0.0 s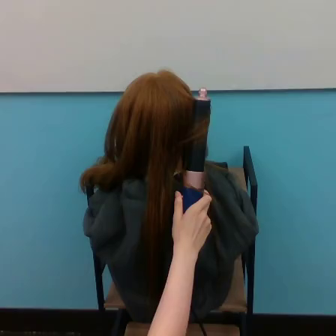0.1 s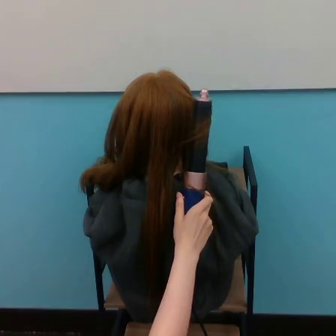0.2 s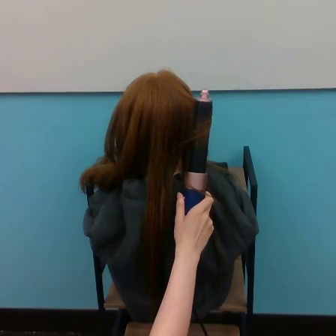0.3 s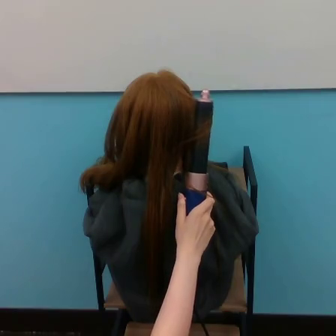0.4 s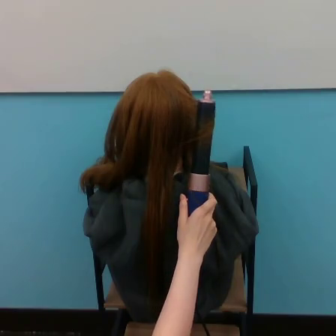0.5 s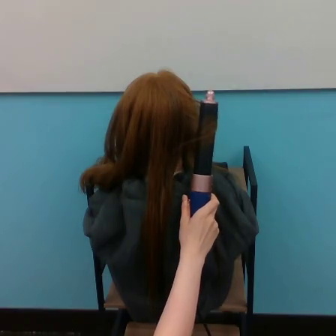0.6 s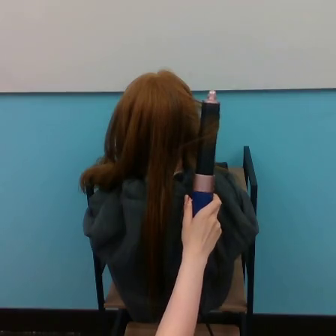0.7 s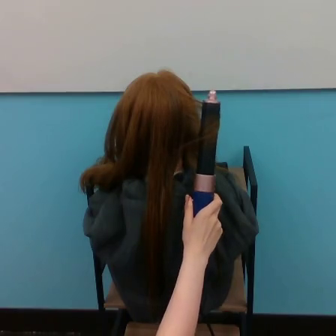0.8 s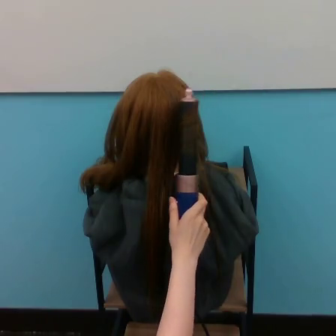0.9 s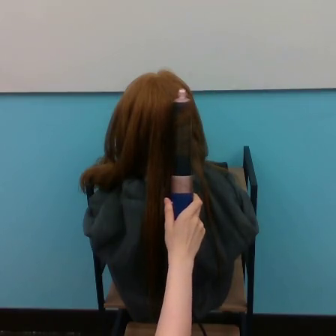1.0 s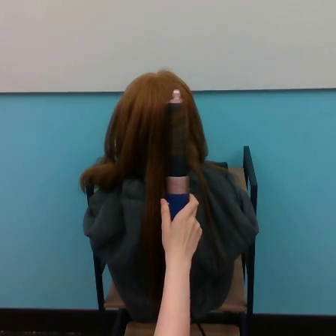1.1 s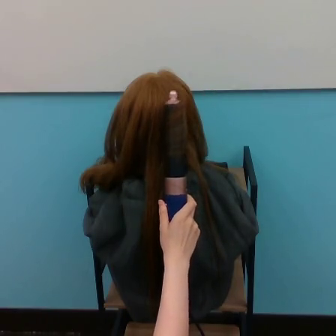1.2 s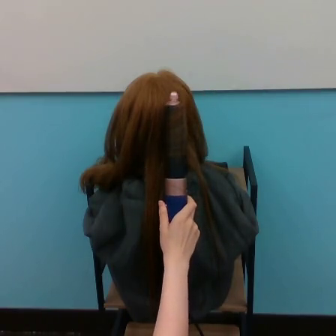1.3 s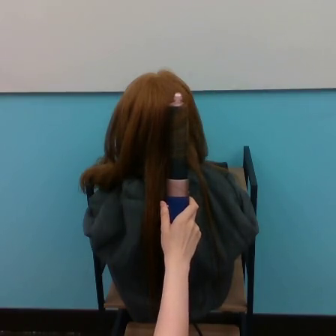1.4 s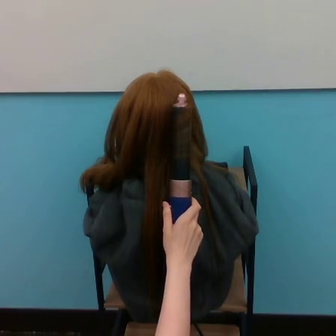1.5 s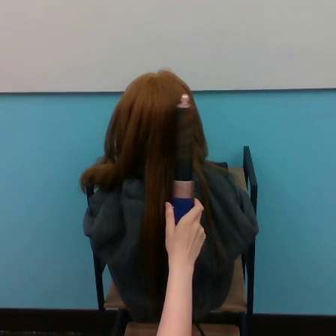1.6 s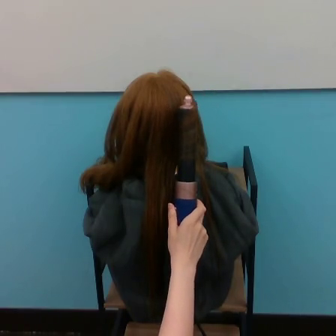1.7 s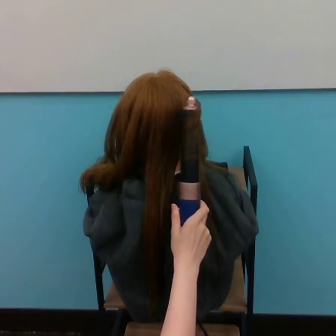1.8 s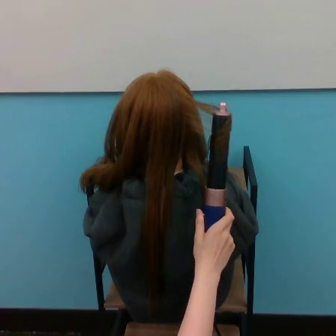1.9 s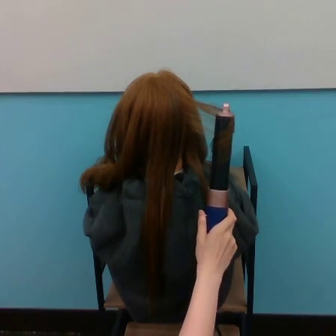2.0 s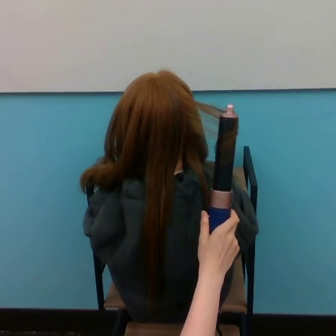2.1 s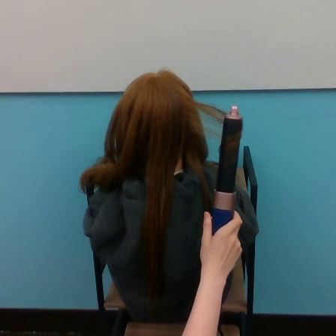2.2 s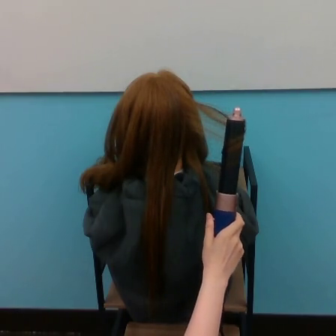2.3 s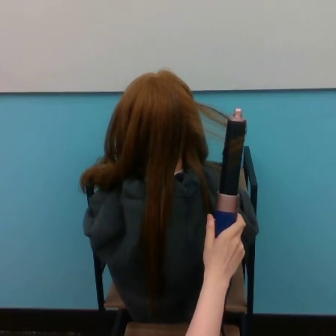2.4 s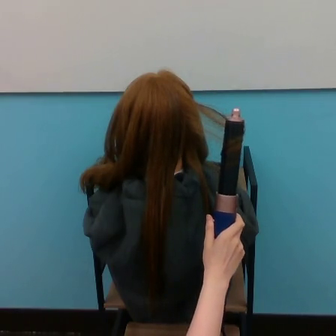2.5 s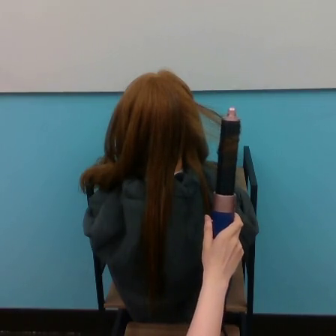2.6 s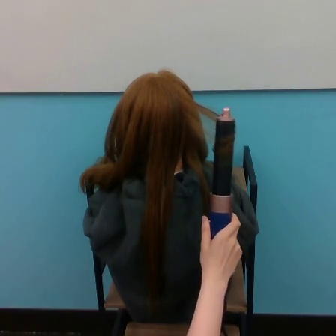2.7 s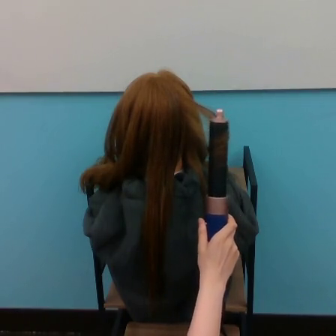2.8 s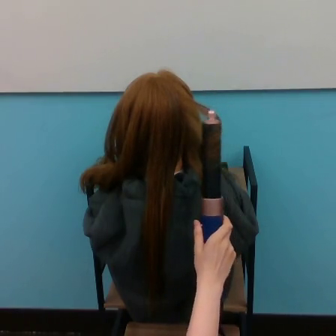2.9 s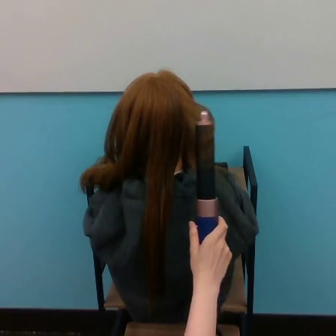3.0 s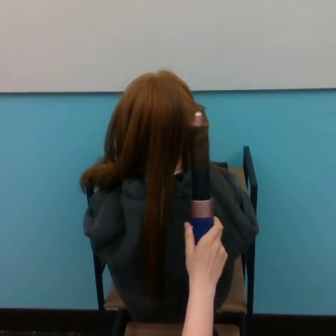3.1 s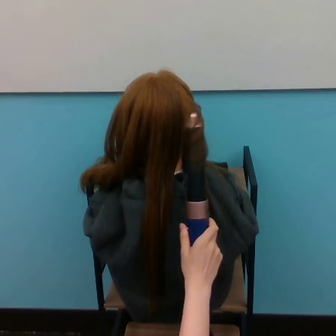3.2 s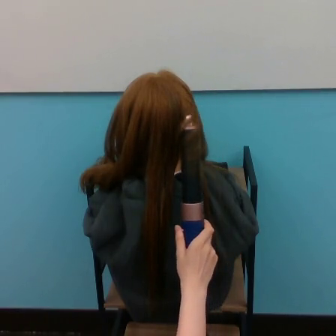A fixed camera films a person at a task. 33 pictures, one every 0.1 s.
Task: curl hair.
0.0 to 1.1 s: The hand goes to the left.
1.1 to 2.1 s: The hand goes to the right.
2.1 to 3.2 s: The hand goes to the left.
